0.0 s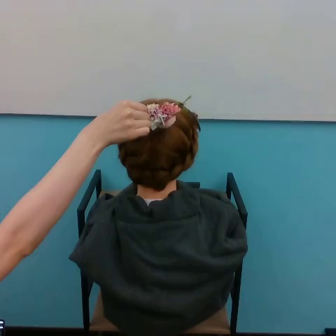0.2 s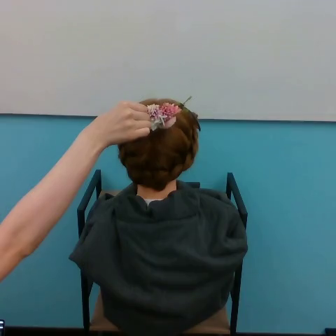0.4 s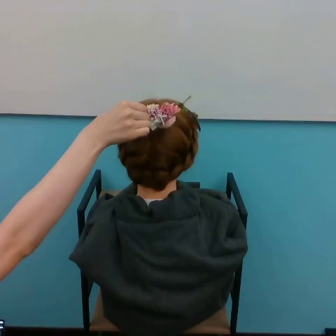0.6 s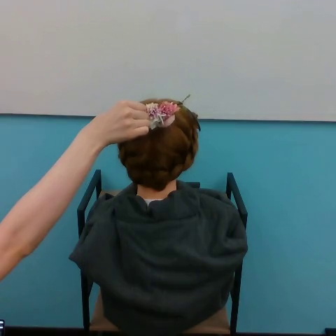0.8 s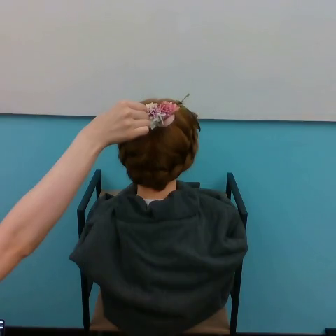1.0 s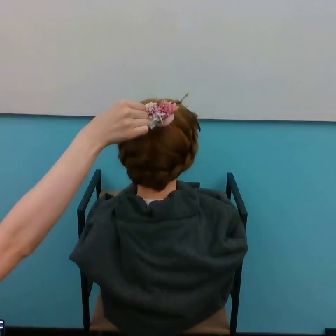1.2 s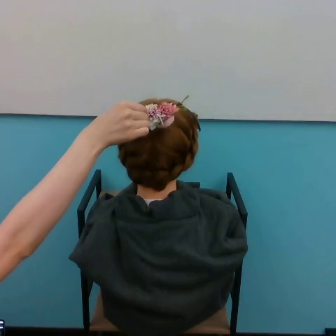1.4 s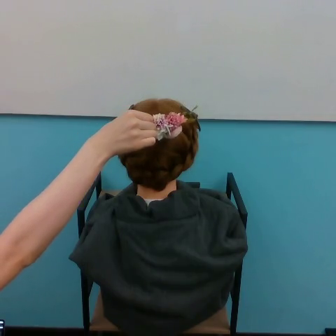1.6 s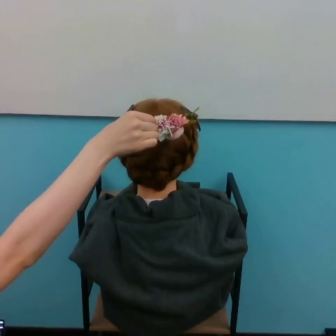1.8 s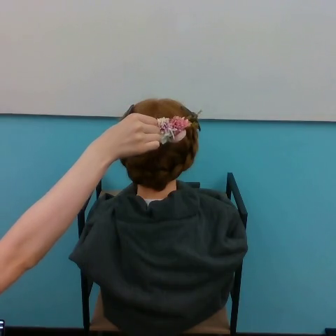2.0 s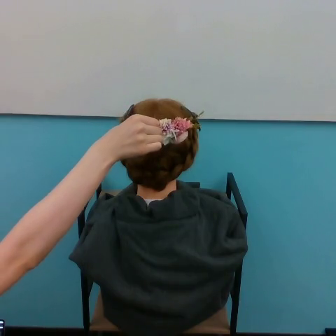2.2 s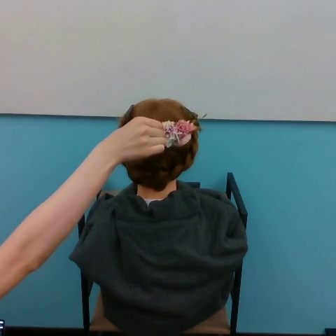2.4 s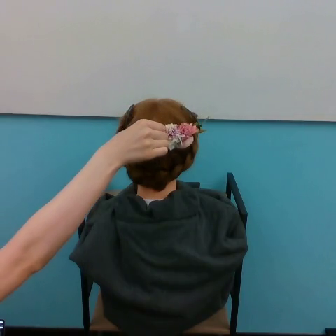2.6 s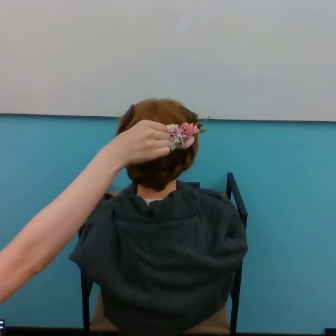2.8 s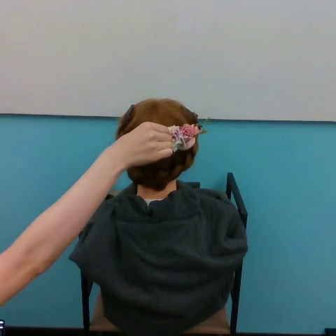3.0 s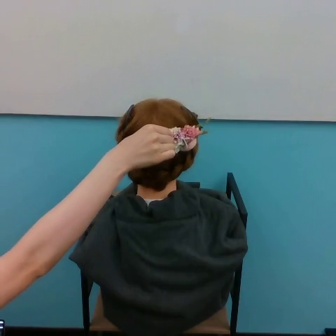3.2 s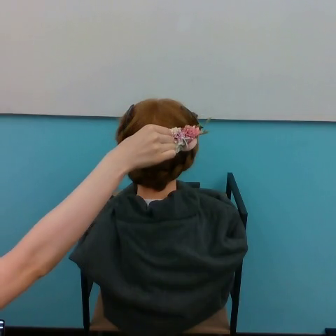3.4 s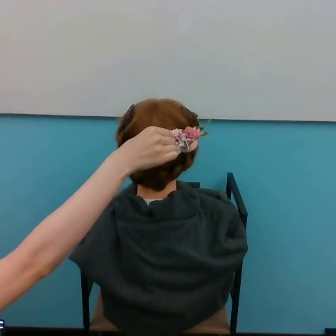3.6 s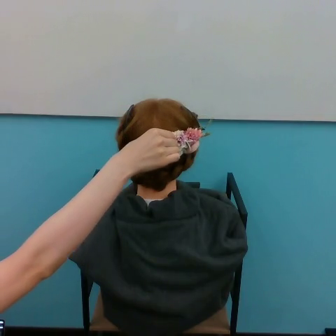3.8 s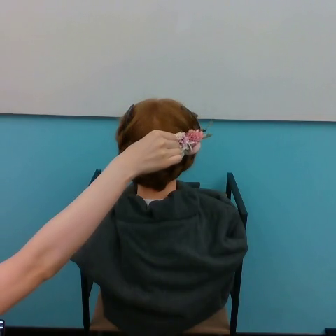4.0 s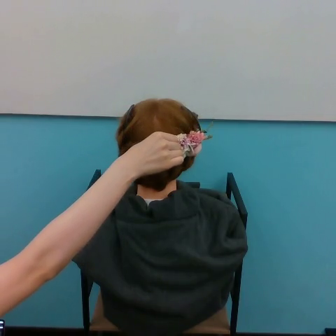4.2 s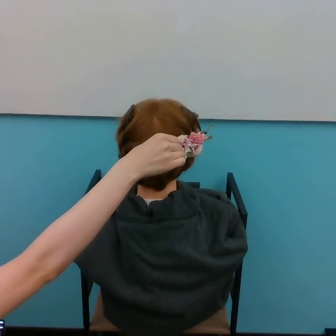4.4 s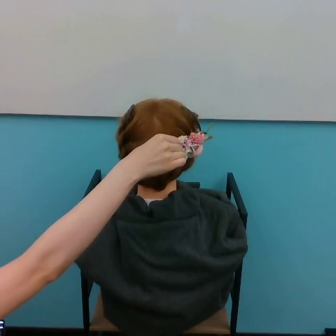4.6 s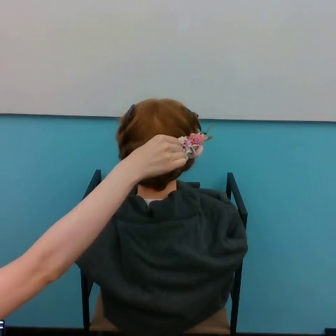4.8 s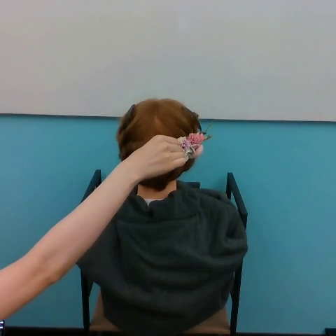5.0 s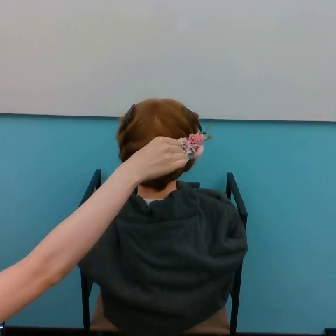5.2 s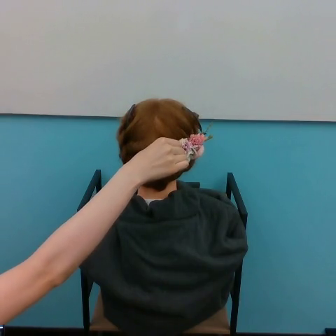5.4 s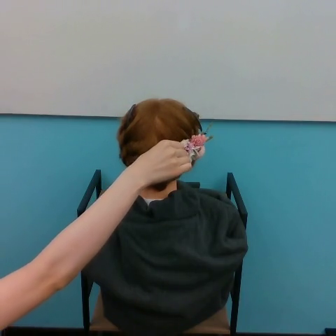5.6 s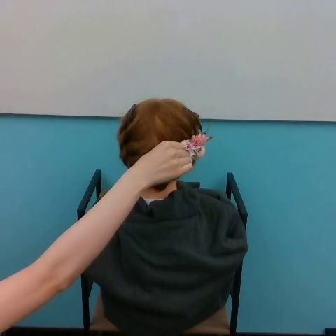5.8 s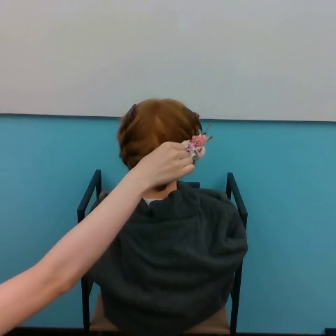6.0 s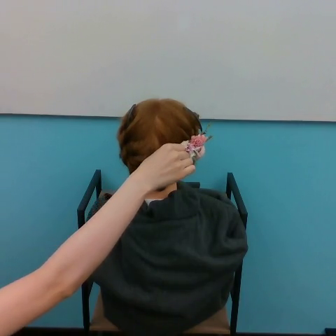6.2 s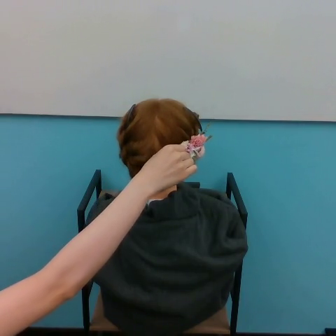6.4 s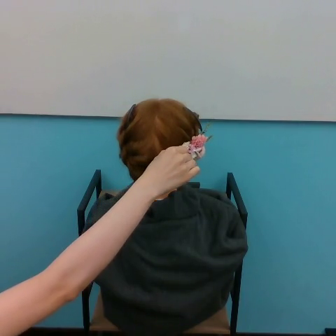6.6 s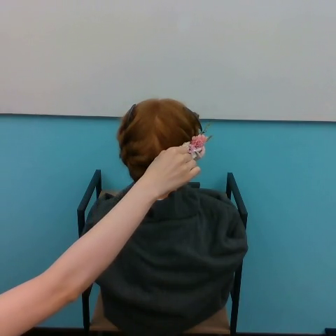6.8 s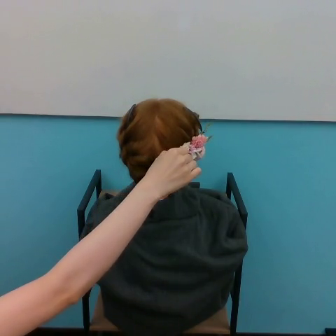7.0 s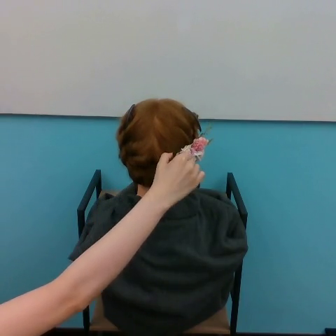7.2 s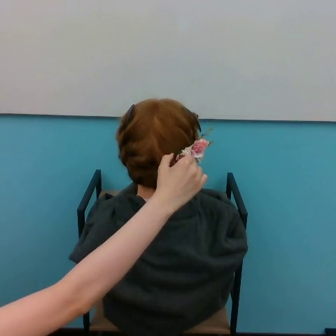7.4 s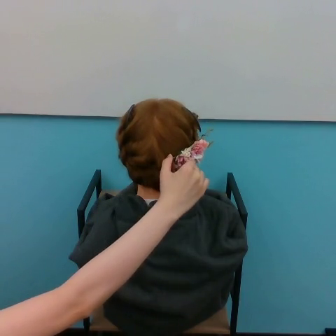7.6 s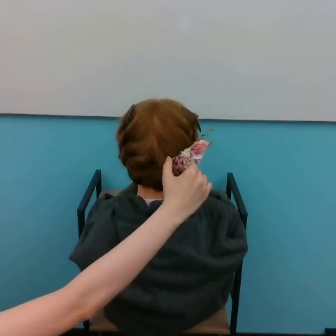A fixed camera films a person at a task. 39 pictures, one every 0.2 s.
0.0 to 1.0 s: The hand stays where it is.
1.0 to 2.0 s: The hand goes downward.
2.0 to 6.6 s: The hand goes to the right and downward.
6.6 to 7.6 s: The hand goes downward.
Task: tuck flower in hair.
Motion: move downward and to the right.
